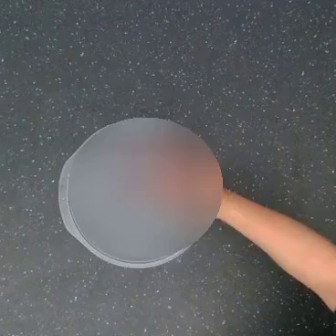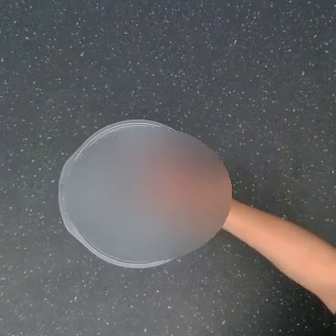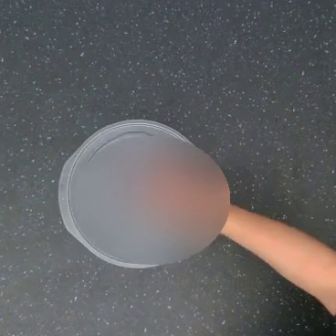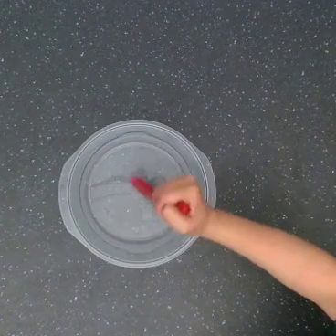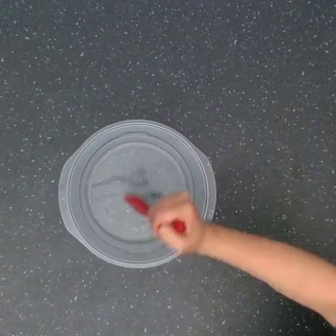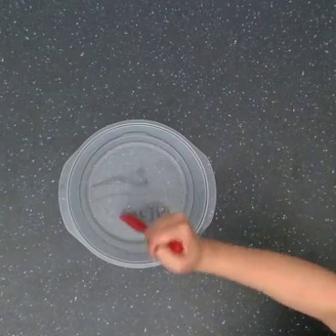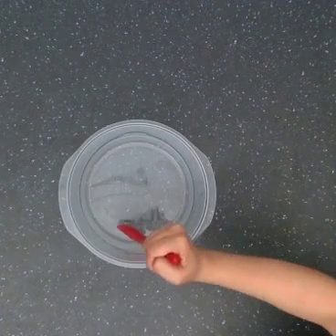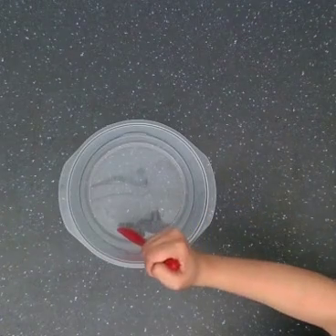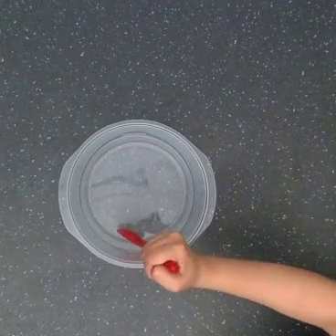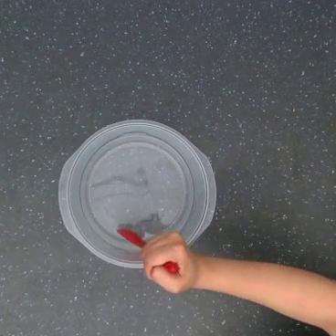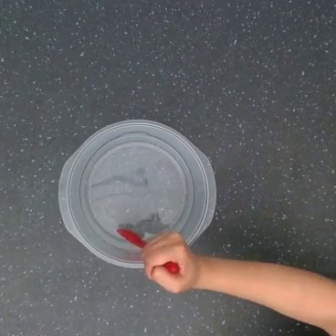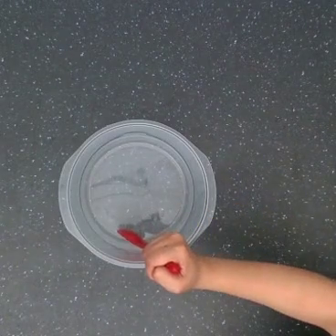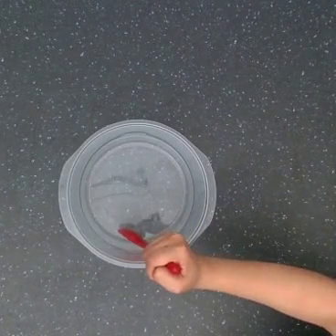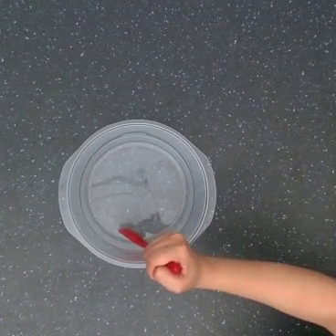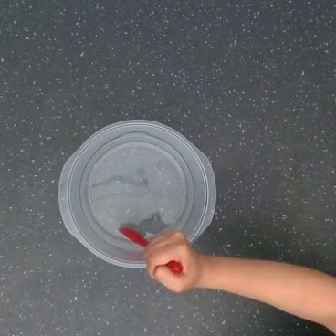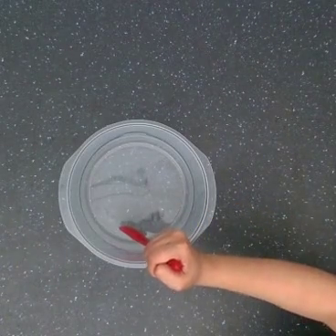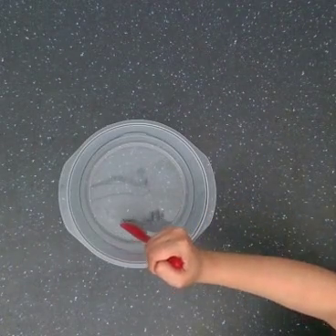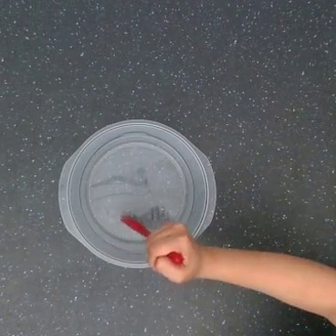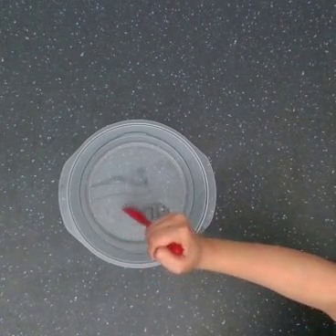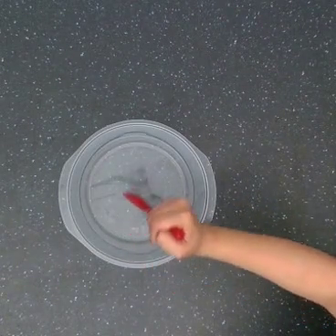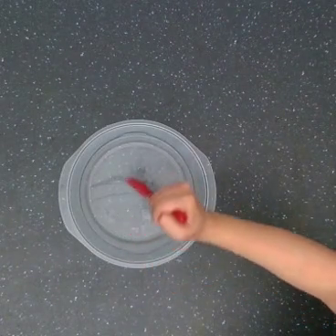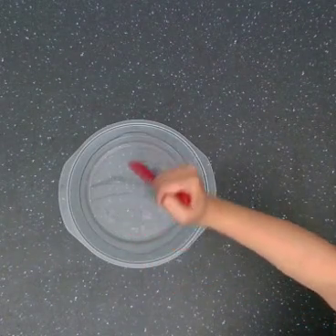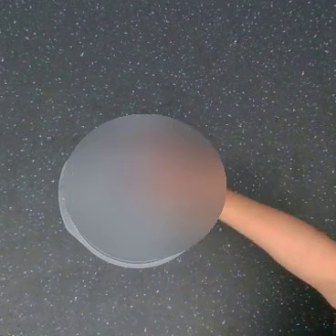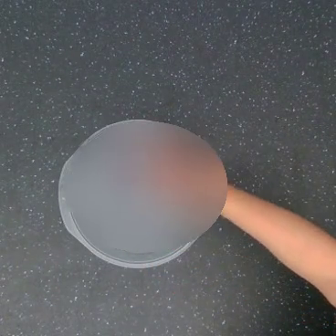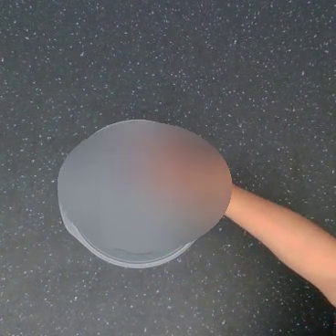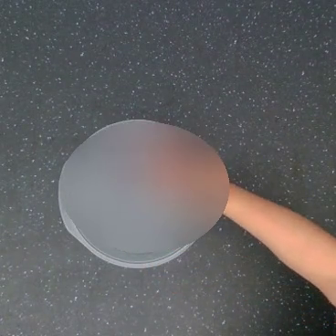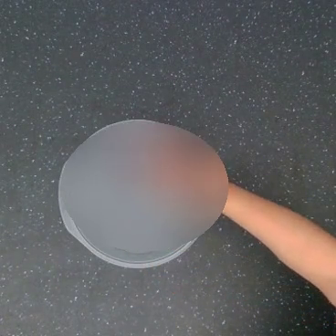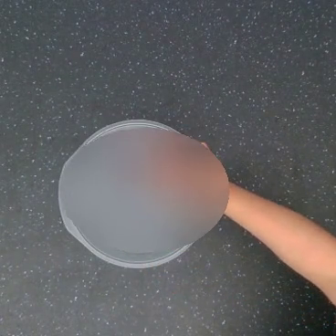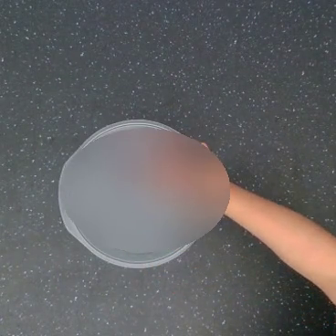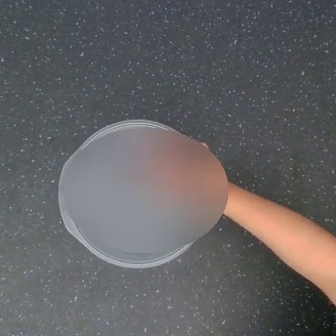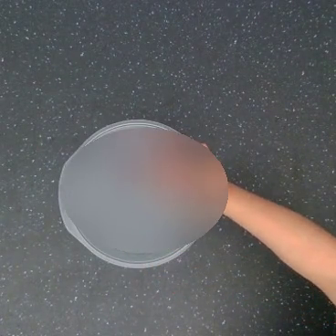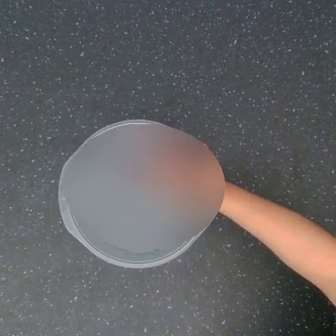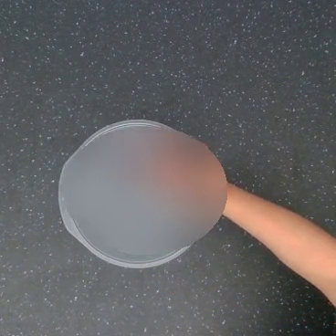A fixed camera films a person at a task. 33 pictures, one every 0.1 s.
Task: stir.
0.0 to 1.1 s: The hand goes downward.
1.1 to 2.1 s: The hand goes upward.
2.1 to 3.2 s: The hand goes upward.
